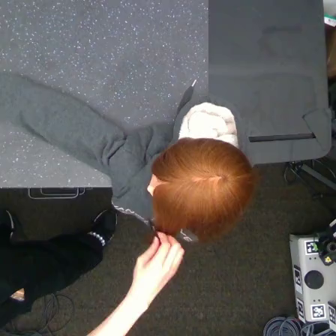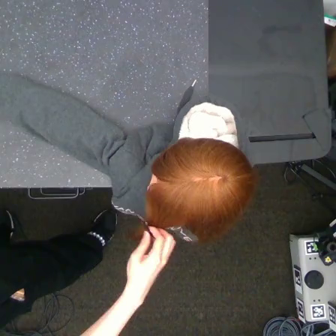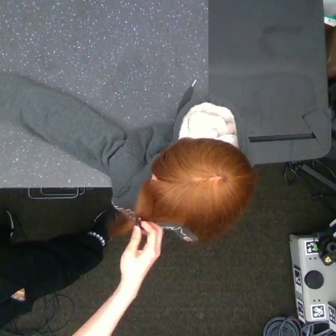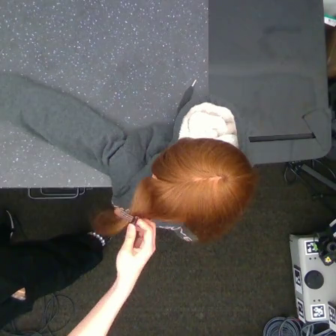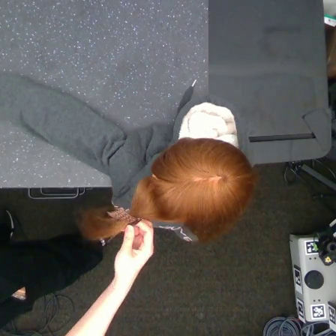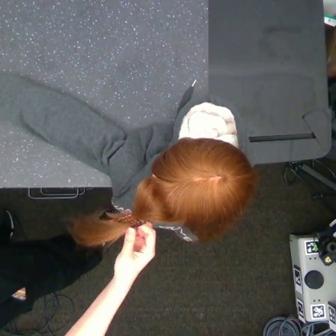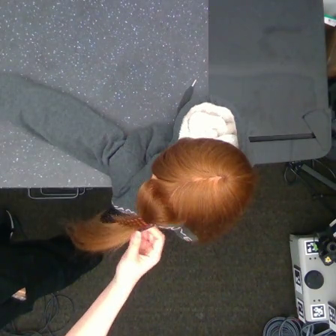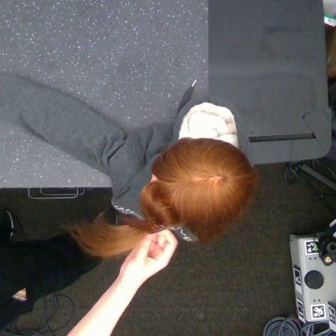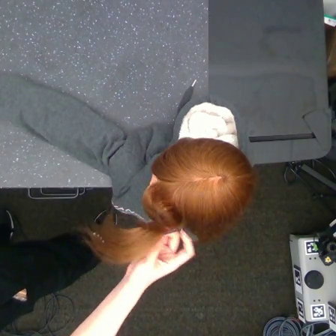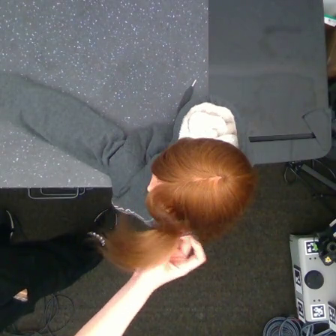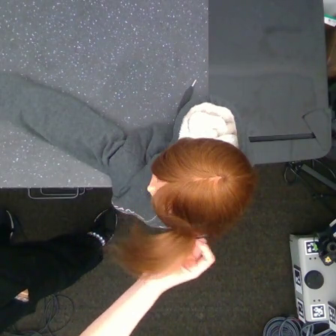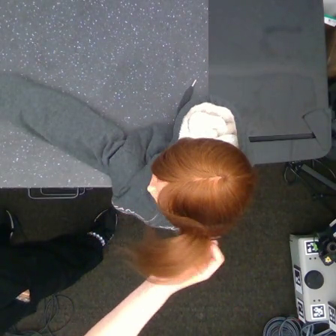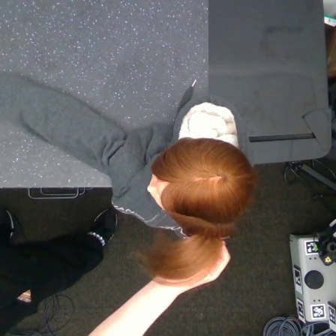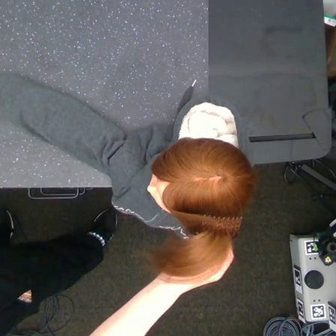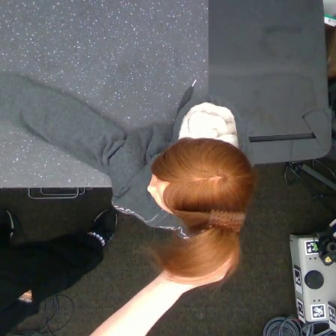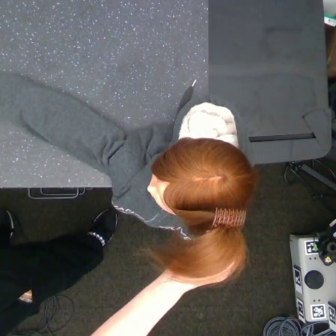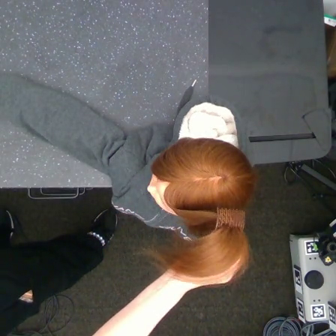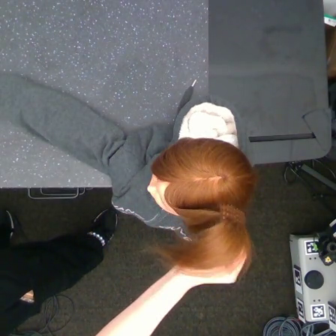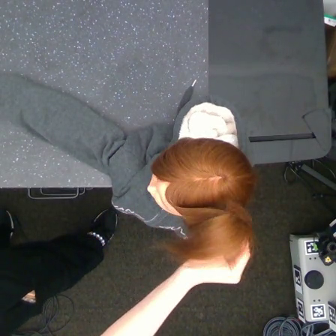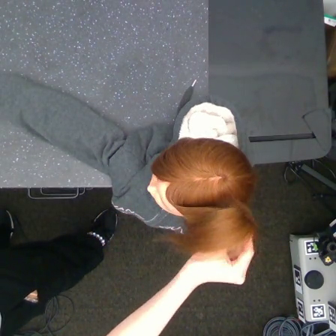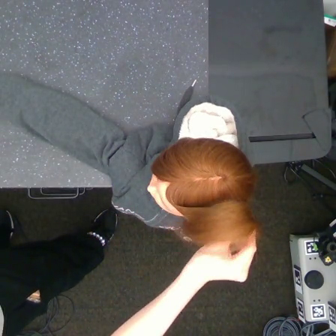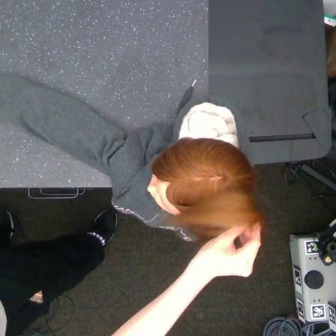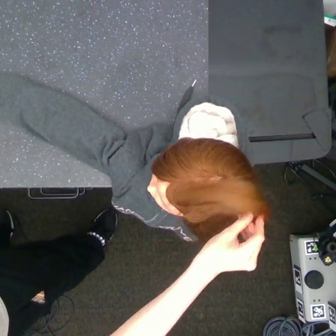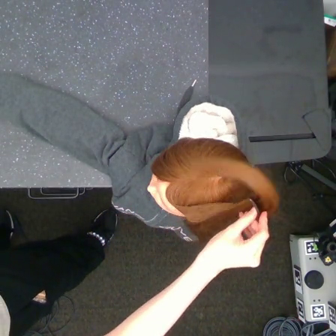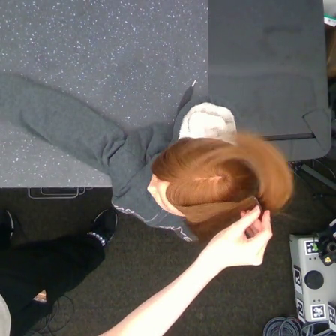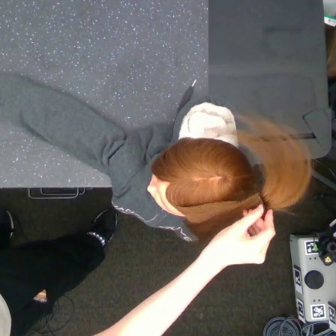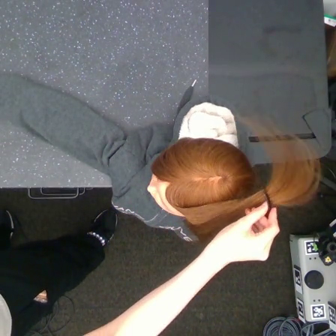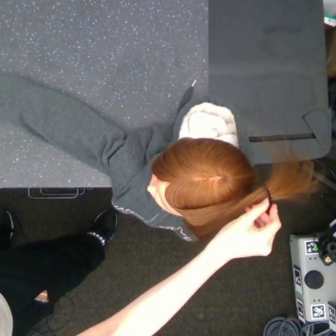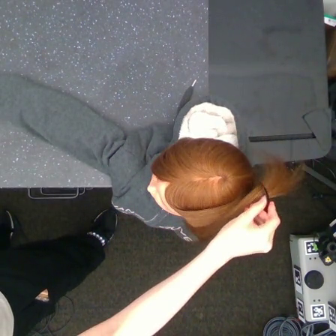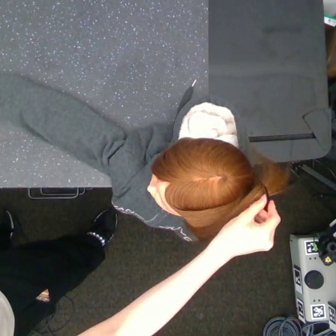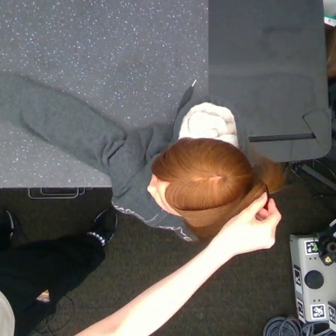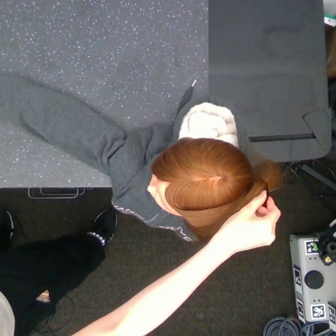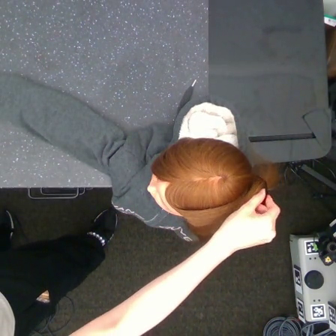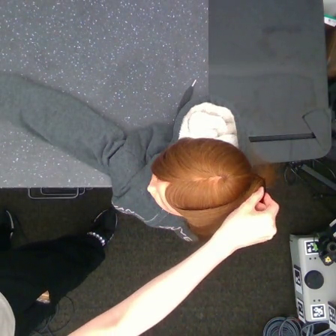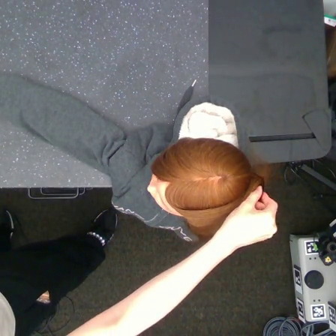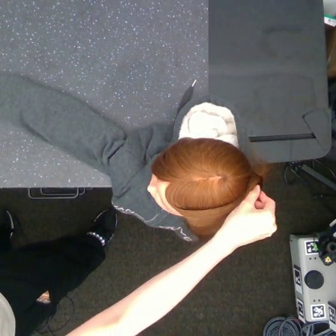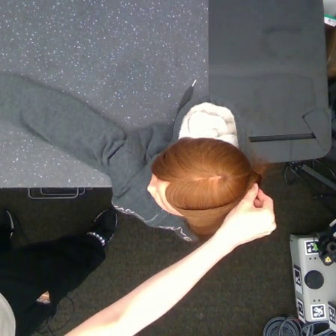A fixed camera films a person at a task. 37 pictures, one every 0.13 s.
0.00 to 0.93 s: The hand goes to the left and upward, then to the right.
0.93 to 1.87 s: The hand goes to the right.
1.87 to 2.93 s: The hand goes to the right.
2.93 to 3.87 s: The hand goes upward and to the right.
3.87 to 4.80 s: The hand moves only a little.
Task: tidy side hair.
Motion: move to the left, move to the right, then move upward and to the right.
